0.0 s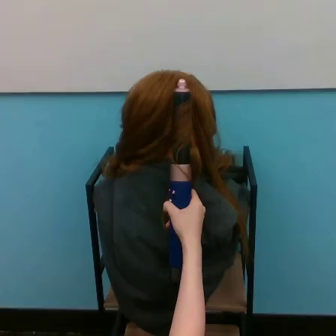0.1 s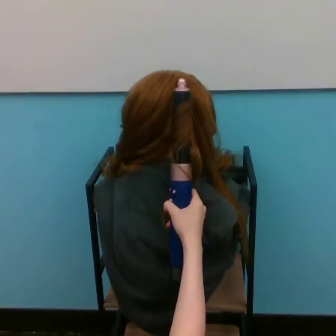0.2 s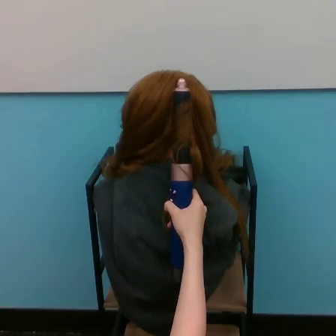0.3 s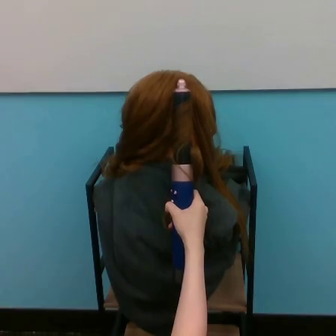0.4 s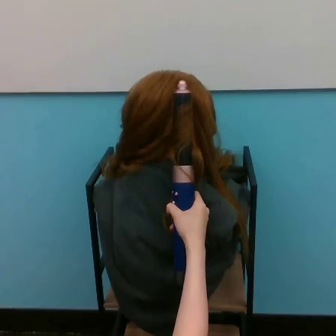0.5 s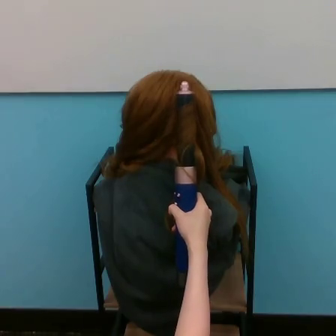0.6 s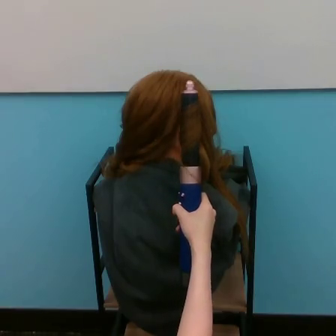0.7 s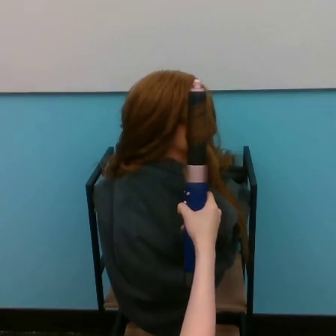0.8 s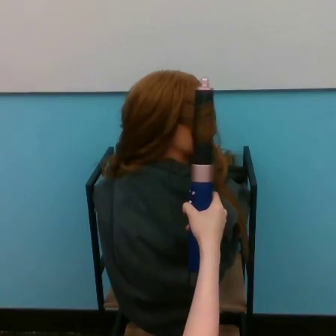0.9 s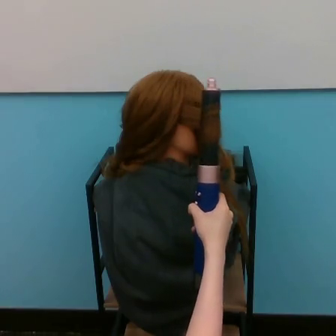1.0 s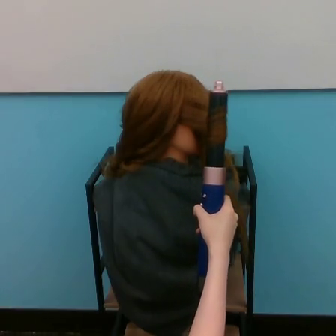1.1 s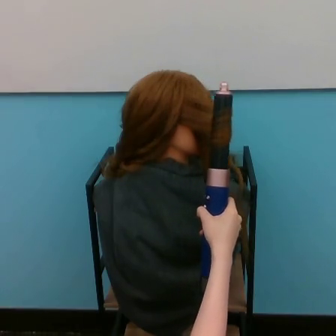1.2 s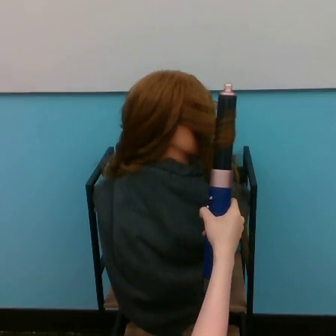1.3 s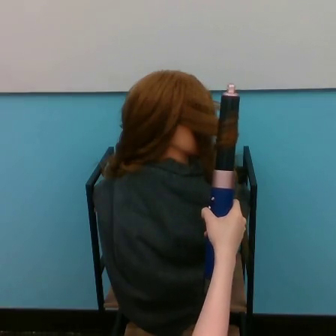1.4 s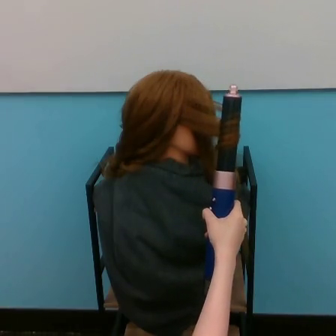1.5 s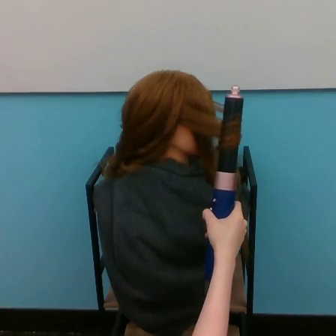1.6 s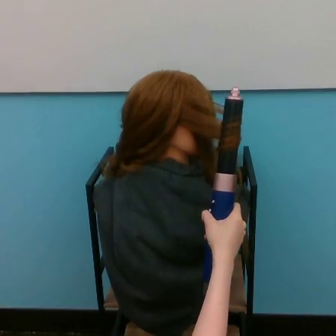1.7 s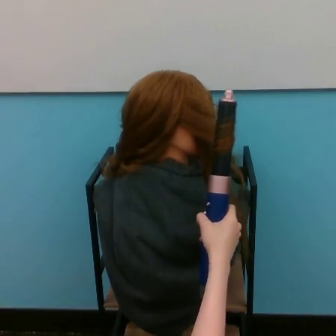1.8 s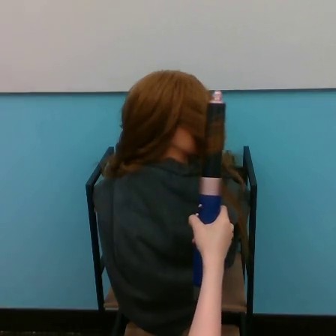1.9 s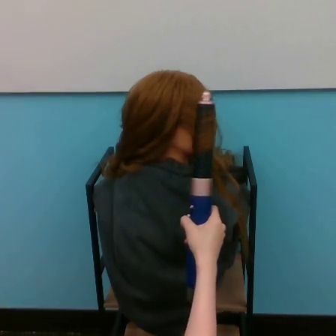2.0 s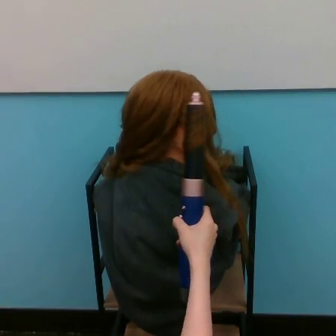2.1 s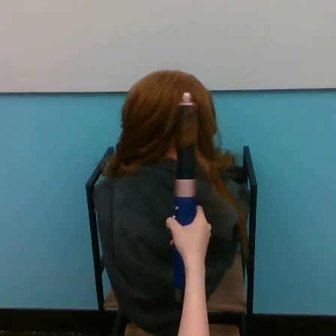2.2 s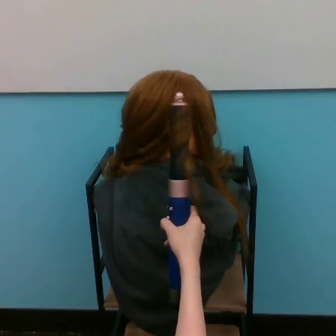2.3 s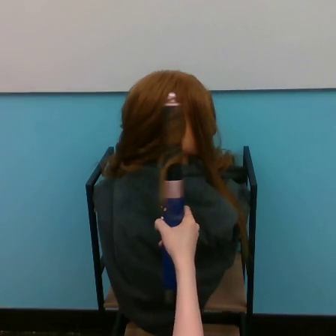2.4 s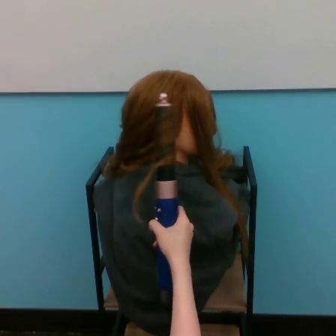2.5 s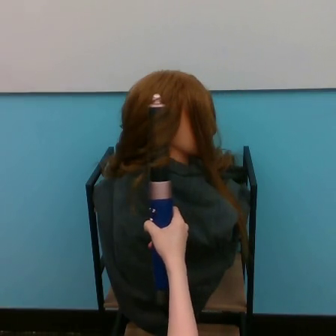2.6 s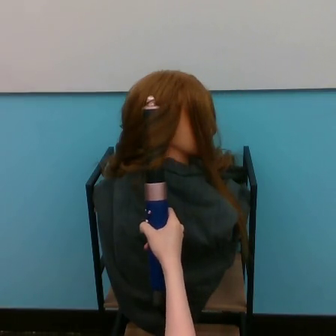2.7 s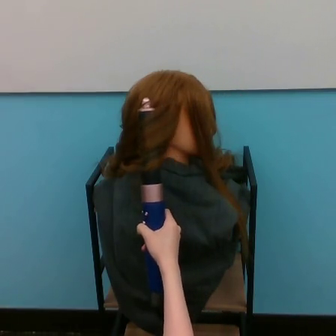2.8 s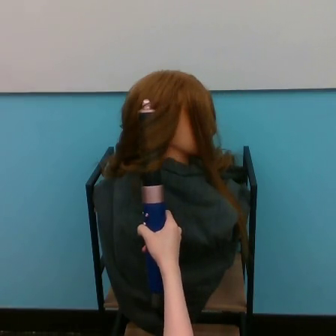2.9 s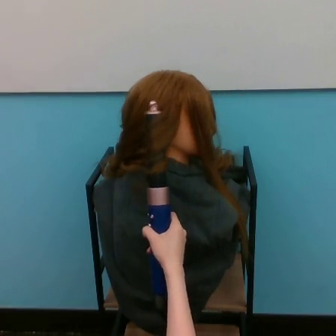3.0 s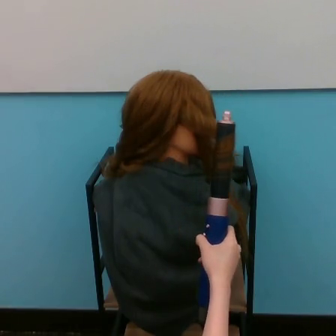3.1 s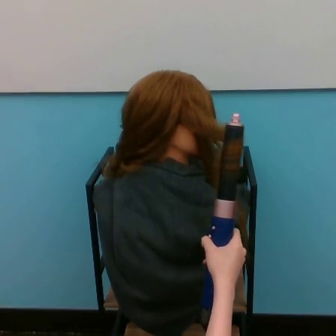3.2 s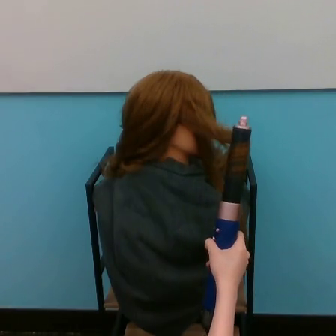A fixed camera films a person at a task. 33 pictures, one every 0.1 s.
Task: curl hair.
0.0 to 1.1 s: The hand goes to the right.
1.1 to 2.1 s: The hand goes to the left.
2.1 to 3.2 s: The hand goes to the right and downward.
